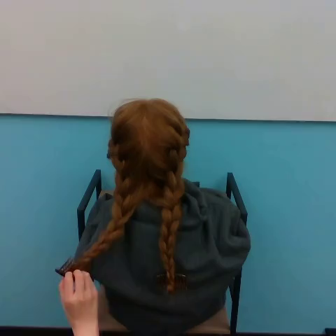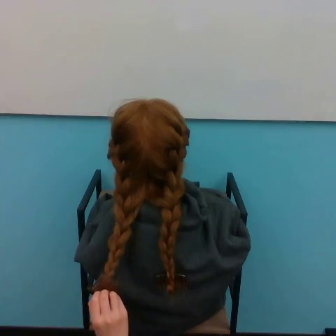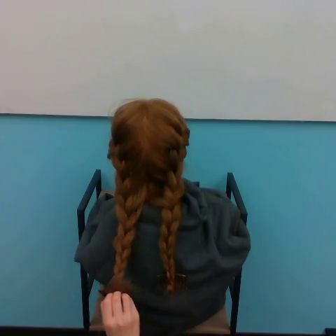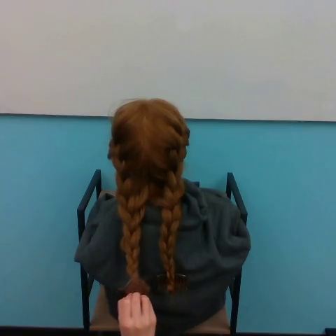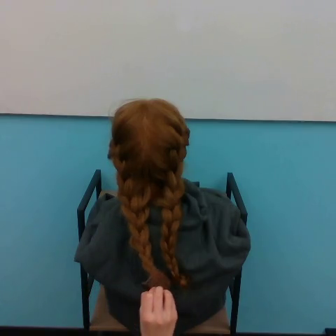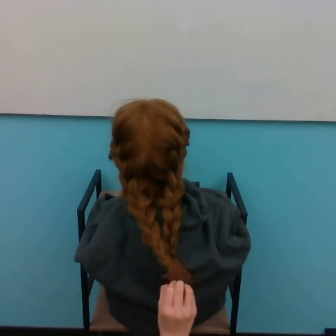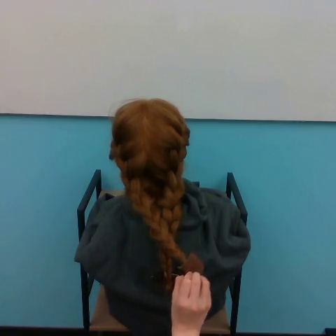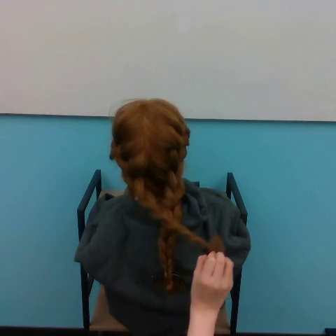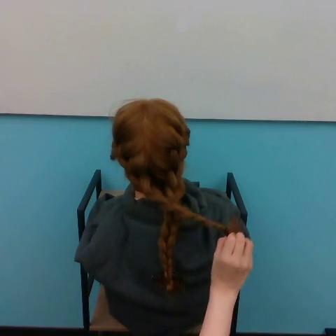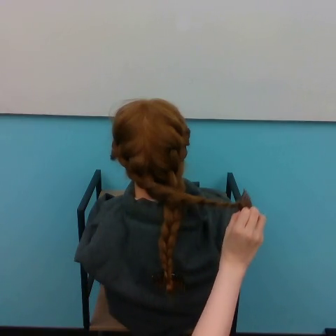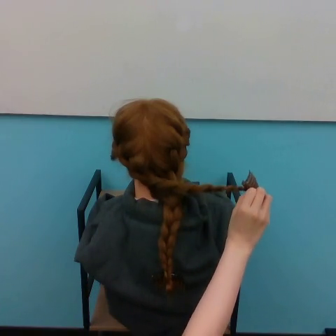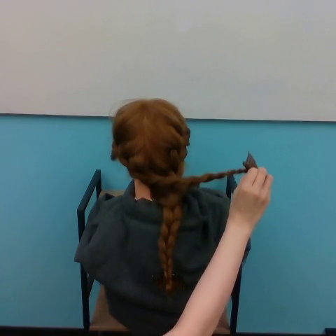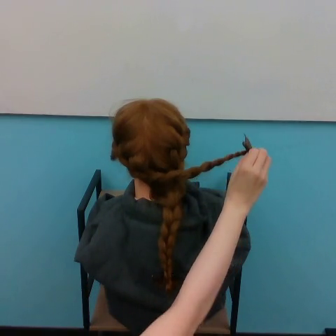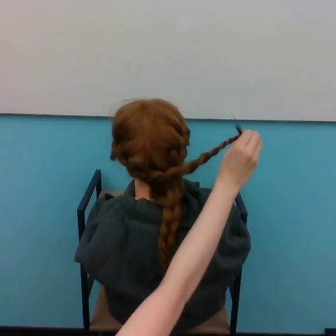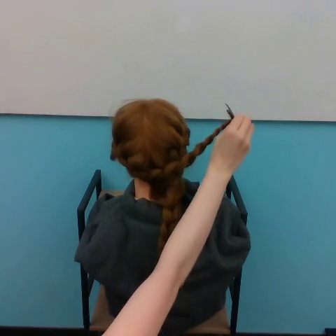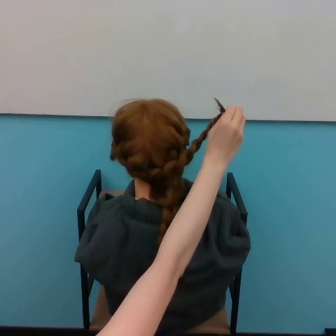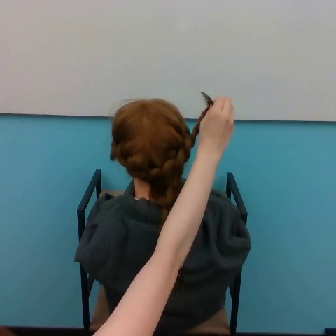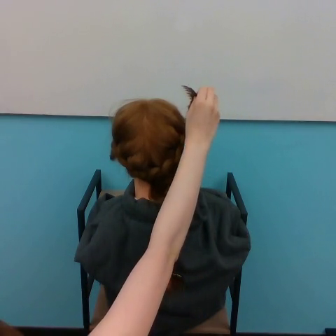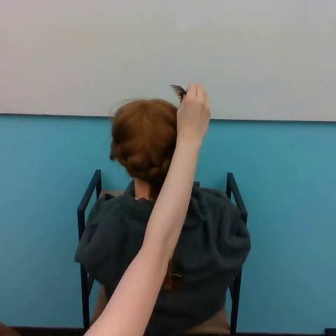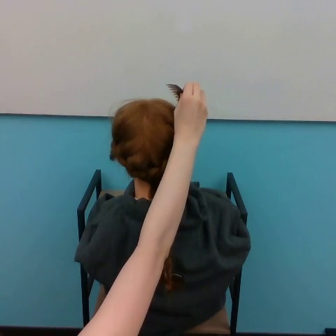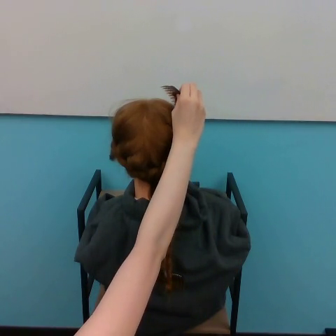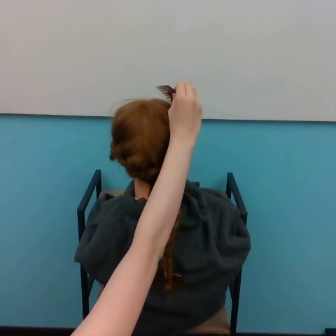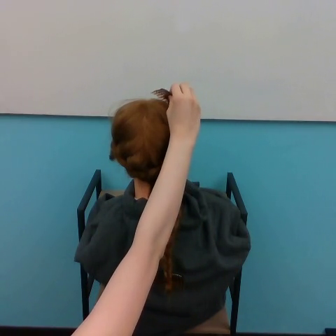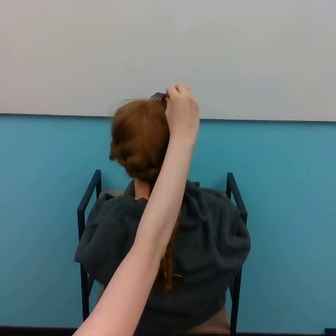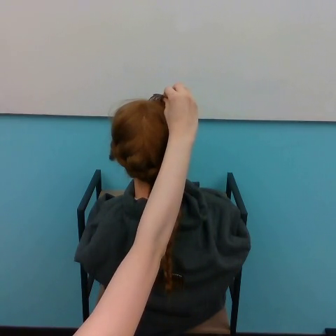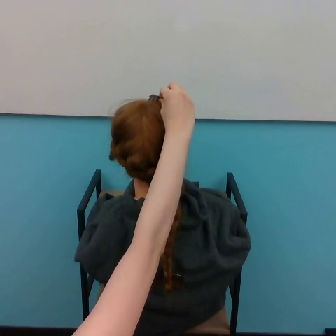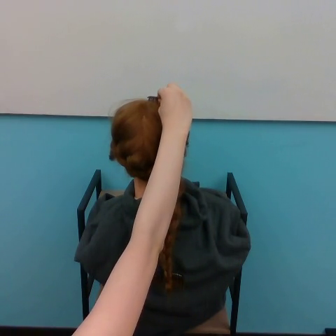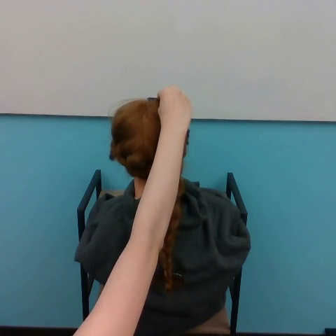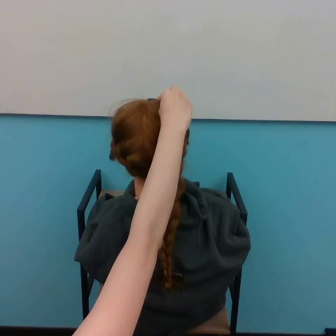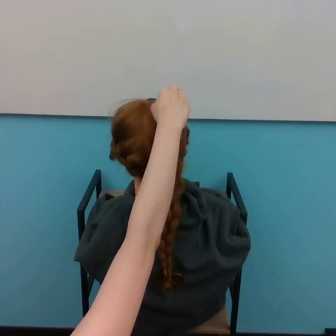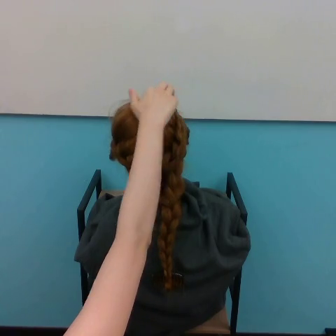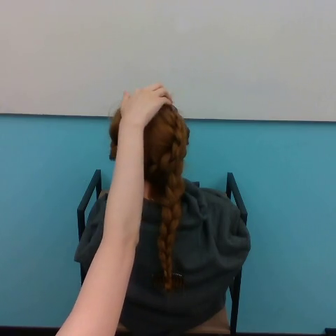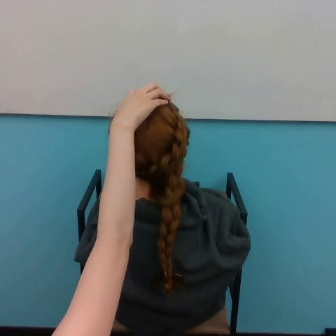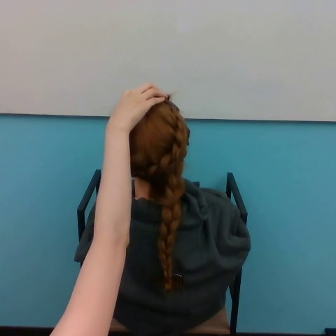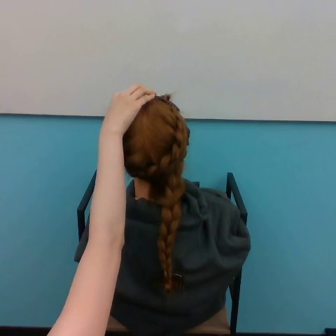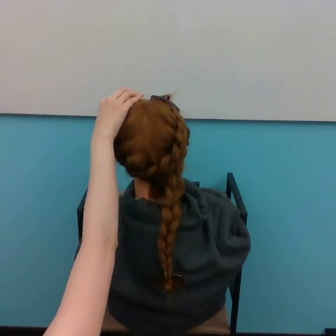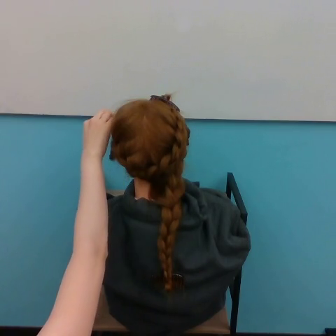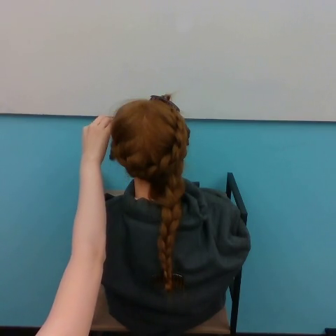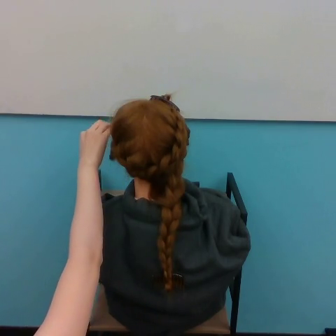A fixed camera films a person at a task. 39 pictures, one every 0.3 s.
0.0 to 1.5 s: The hand goes to the right.
1.5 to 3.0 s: The hand goes upward and to the right.
3.0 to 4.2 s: The hand goes upward.
4.2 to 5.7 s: The hand goes to the left and upward.
5.7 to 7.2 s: The hand goes to the left.
7.2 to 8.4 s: The hand moves only a little.
8.4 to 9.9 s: The hand goes to the left.
9.9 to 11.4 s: The hand goes to the left and downward.
In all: It circles counterclockwise, turning through about 270 degrees.
Task: style hair.
Motion: make a circular motion counter-clockwise.
